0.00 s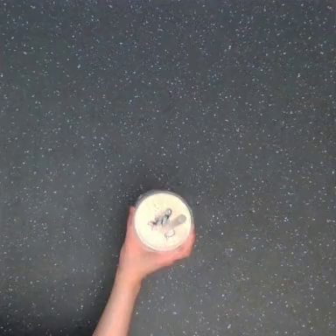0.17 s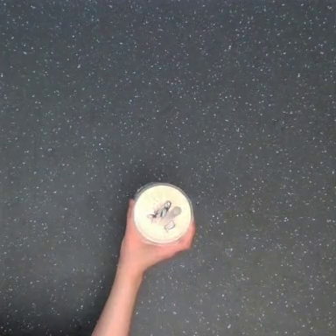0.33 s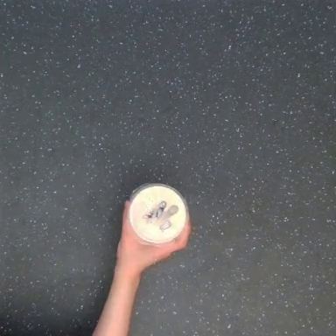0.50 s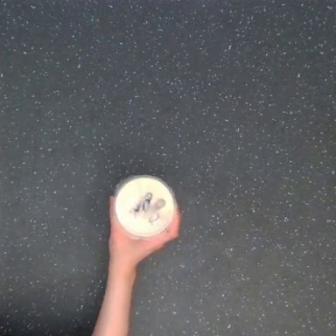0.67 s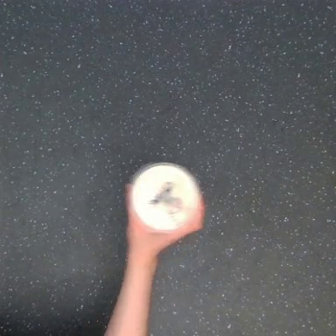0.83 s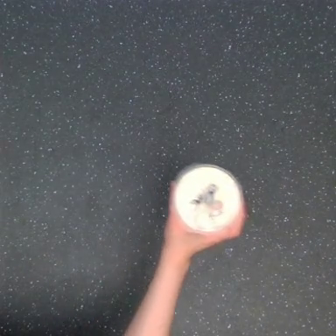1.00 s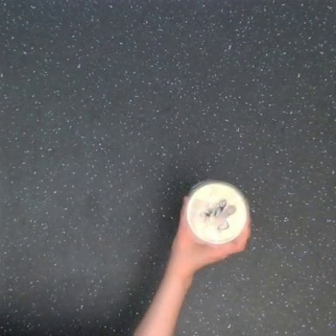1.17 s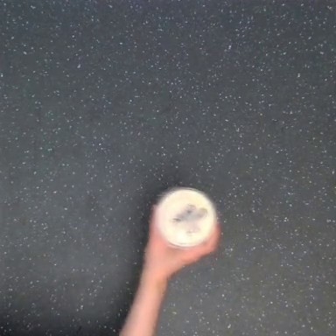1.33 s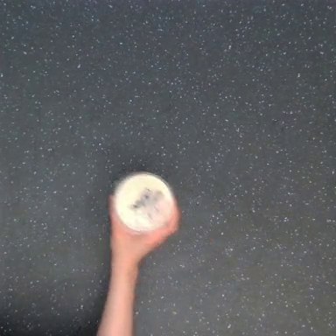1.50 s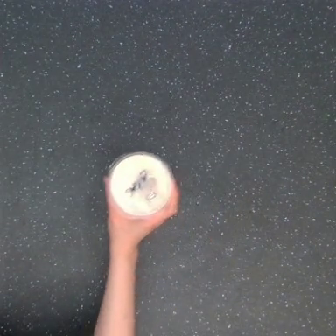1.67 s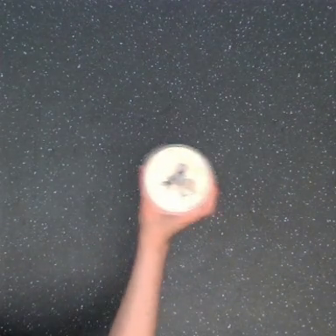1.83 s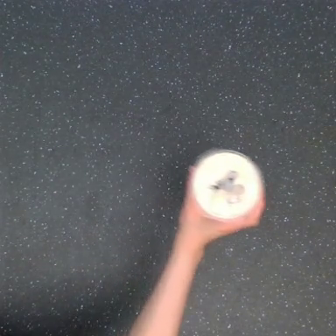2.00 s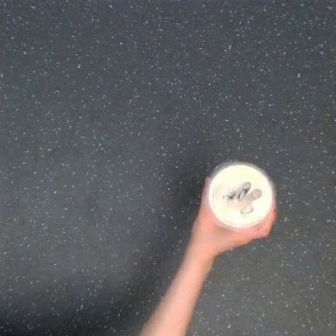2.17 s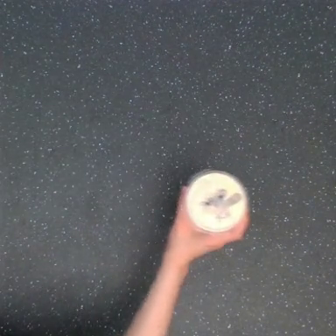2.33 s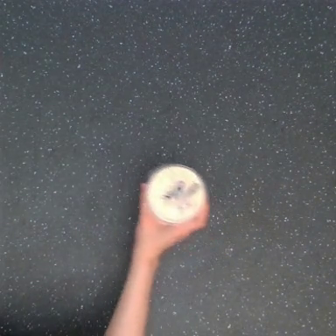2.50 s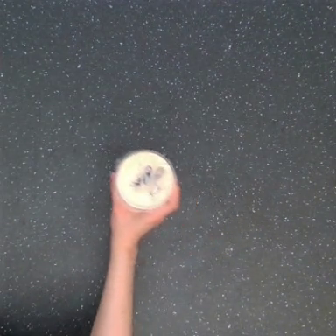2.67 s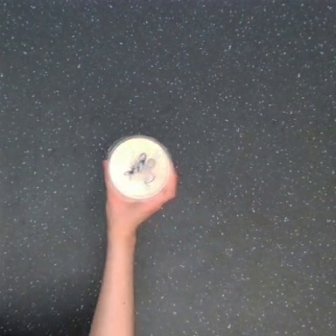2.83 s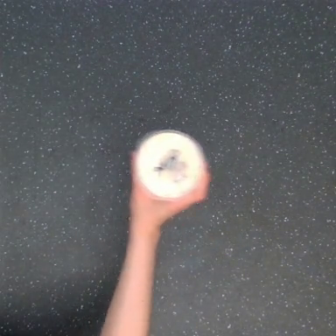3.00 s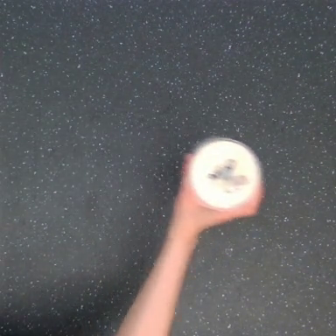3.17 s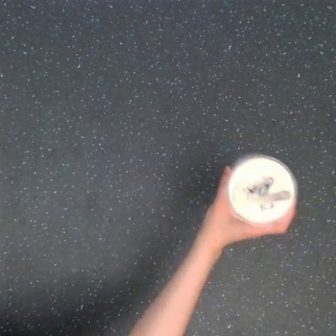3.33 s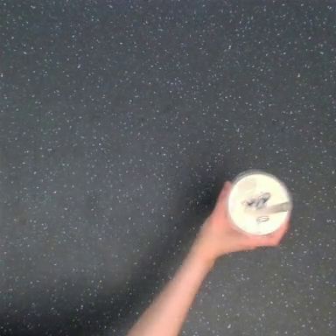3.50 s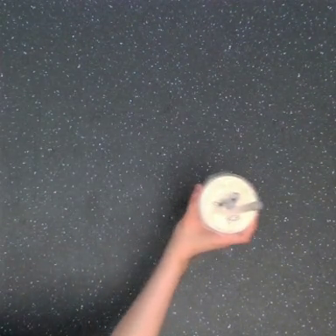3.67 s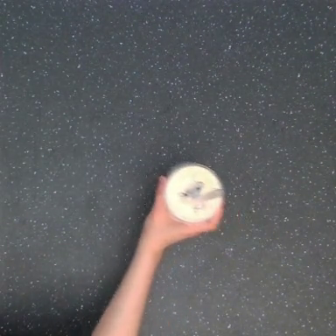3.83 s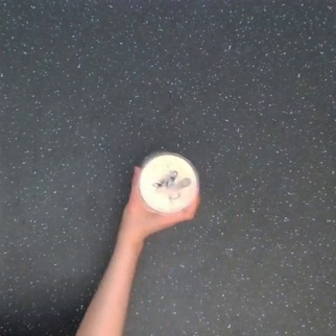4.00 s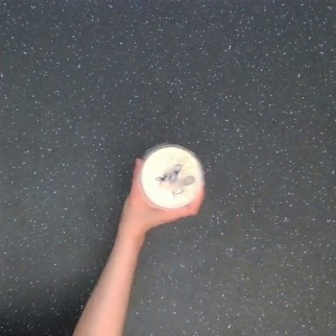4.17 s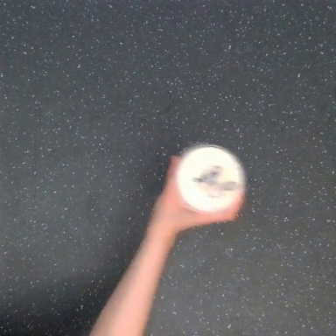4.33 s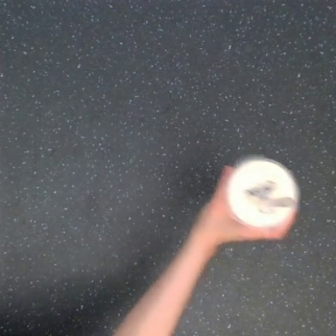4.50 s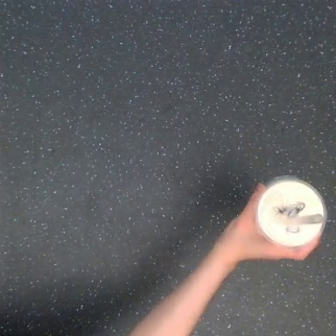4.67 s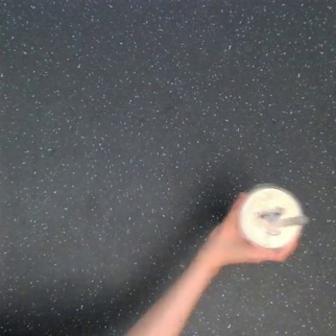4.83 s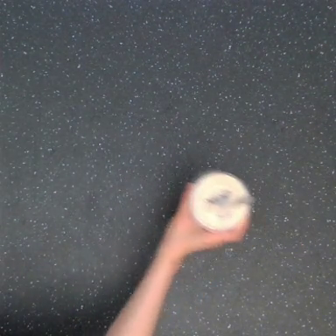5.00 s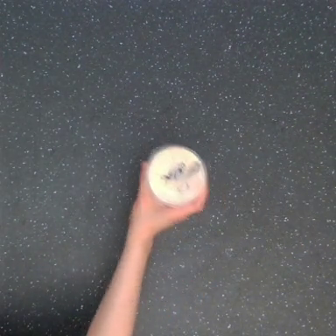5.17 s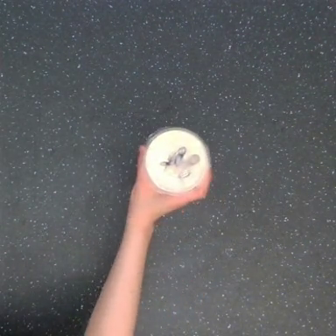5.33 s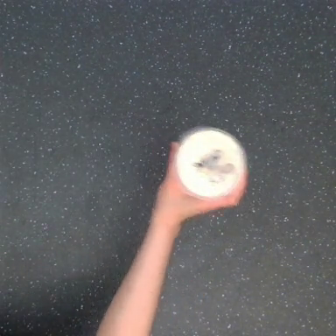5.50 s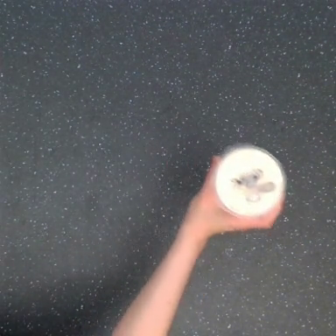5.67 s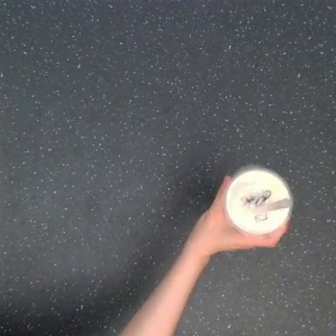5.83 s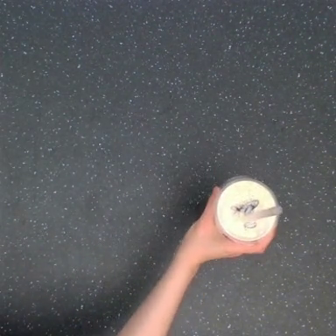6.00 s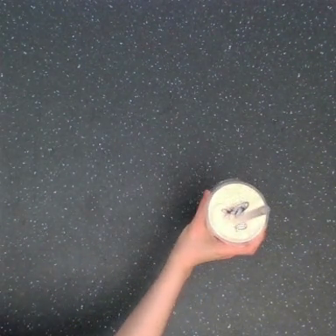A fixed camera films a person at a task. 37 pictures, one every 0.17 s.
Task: shake the boba.
Motion: make 5 circular motions clockwise.
0.00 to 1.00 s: The hand goes to the right.
1.00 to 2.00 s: The hand goes to the left, then to the right.
2.00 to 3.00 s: The hand goes to the left, then to the right.
3.00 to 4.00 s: The hand goes to the left.
4.00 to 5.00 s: The hand goes to the right and downward, then to the left.
5.00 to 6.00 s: The hand goes to the right, then to the left.
